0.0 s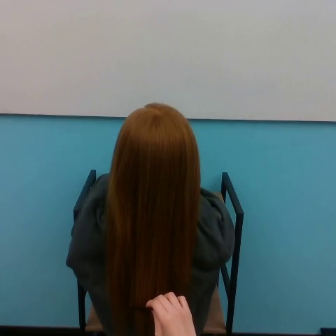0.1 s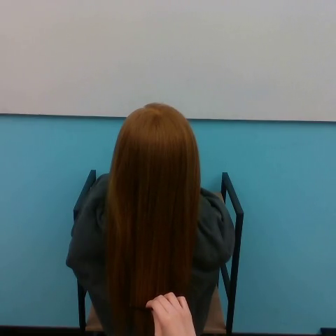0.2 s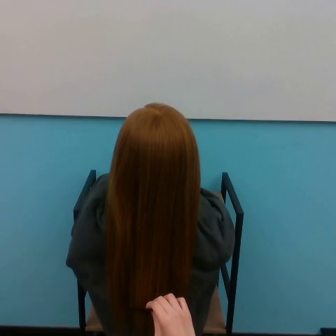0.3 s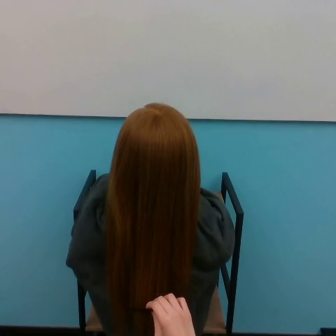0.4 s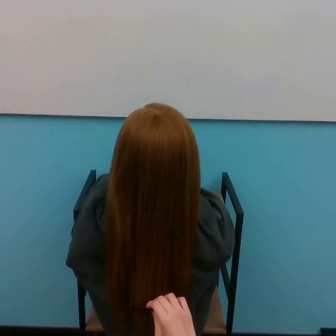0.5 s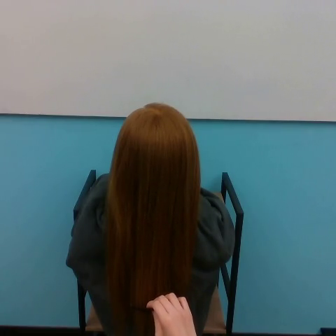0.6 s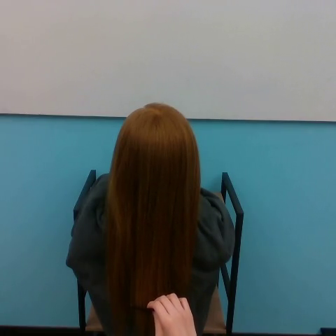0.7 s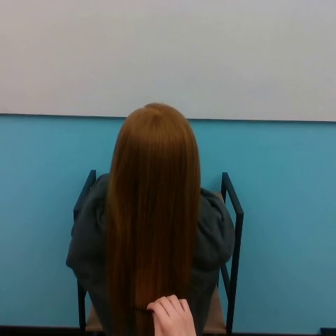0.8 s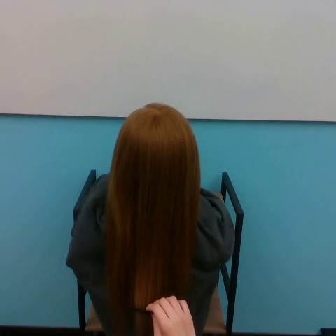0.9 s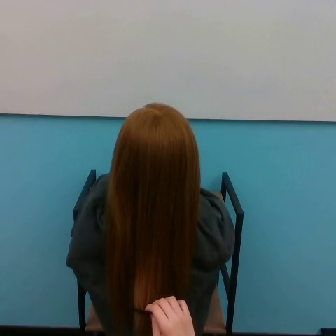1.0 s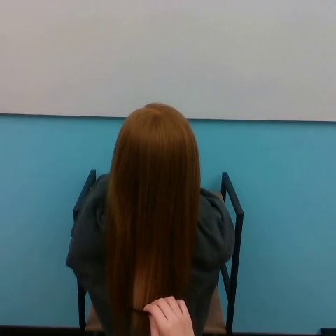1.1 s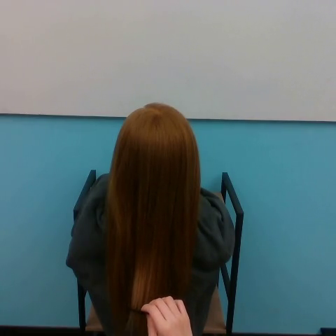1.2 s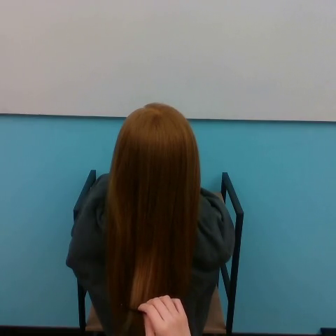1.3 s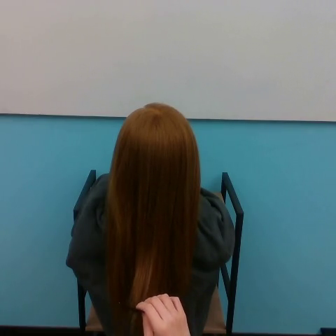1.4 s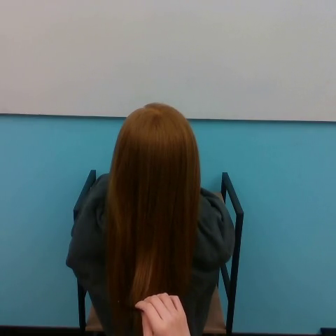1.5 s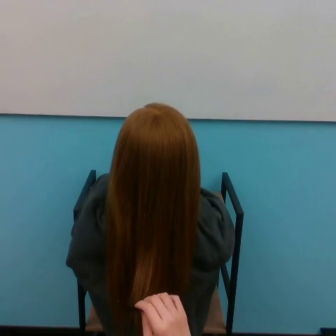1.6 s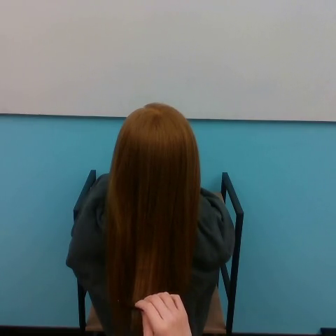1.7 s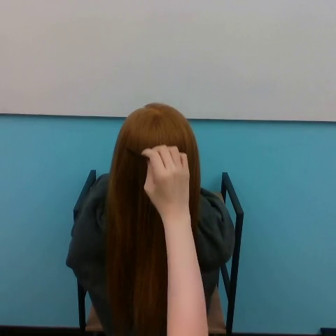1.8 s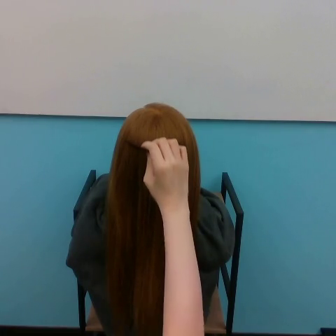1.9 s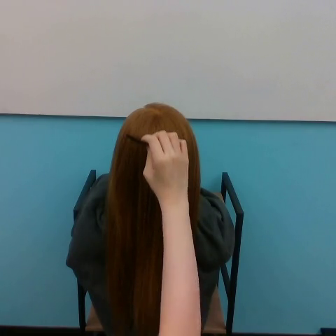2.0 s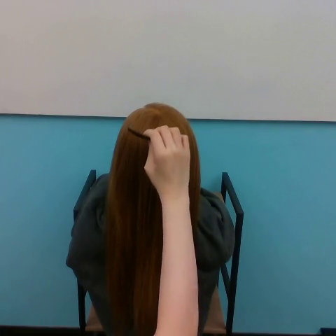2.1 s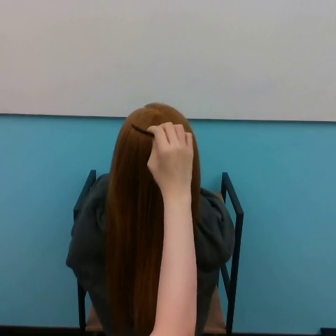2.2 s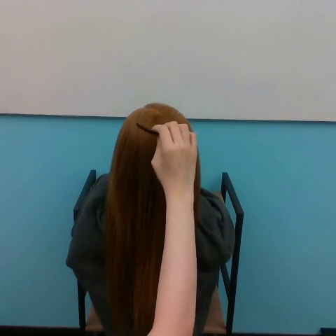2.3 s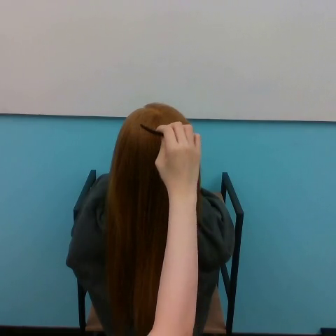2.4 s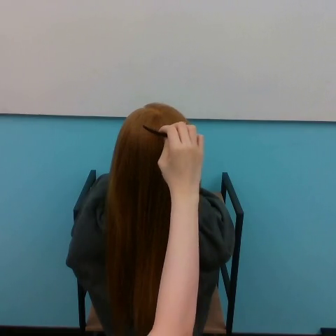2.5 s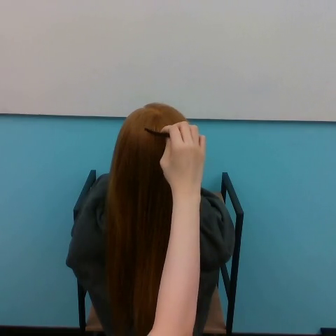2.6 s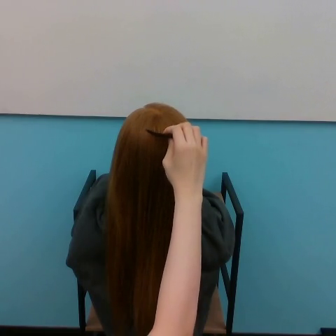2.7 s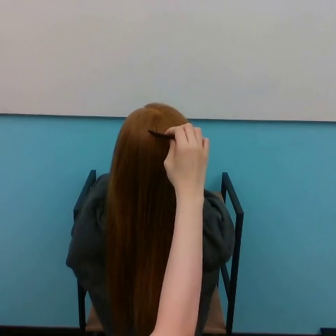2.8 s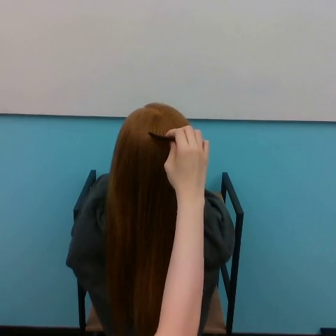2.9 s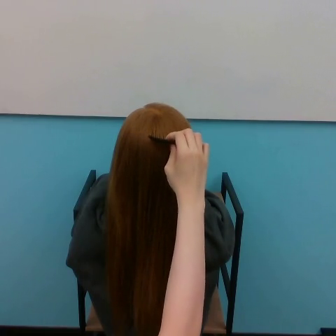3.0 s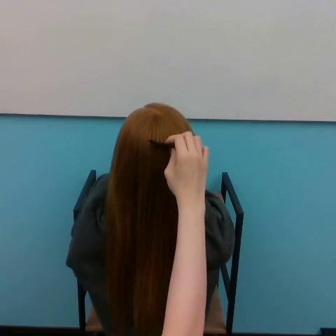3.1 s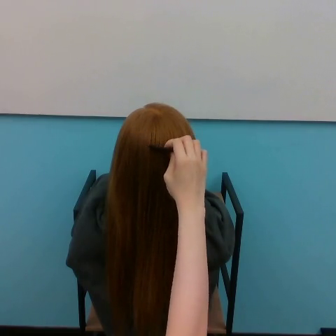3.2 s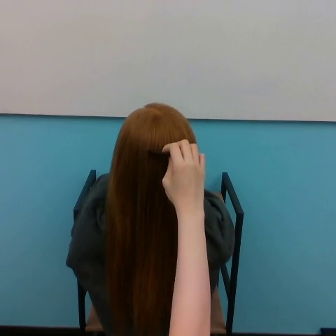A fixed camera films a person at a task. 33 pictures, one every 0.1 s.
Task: brush hair.
0.0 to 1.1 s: The hand moves only a little.
1.1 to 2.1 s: The hand goes upward.
2.1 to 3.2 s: The hand goes downward and to the right, on a clockwise arc.
